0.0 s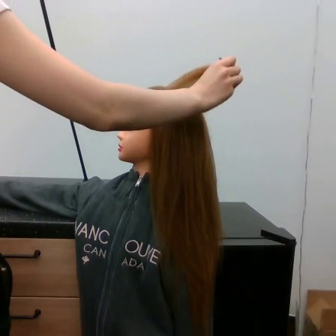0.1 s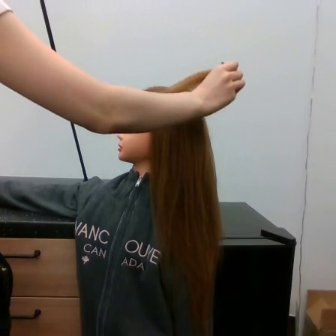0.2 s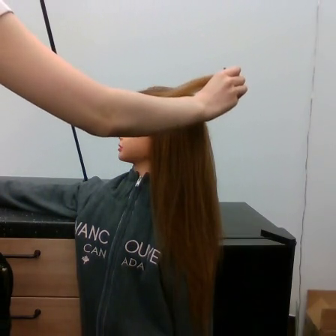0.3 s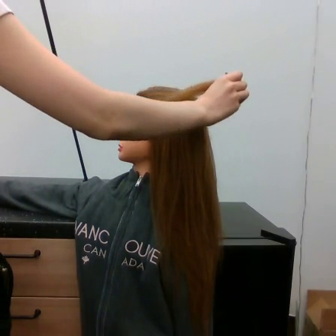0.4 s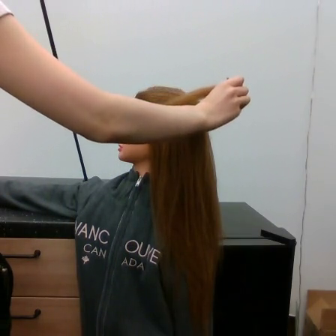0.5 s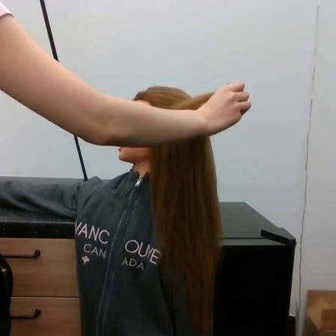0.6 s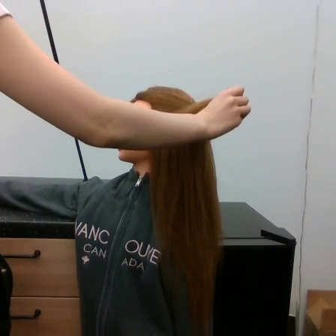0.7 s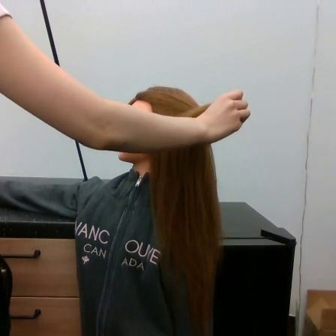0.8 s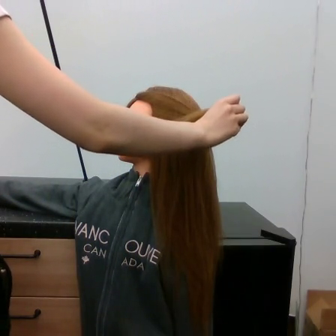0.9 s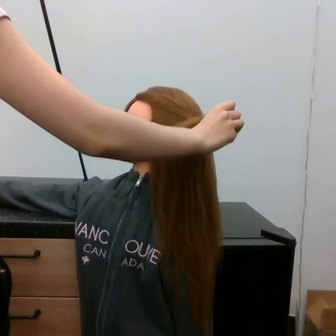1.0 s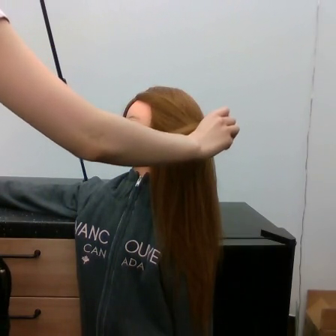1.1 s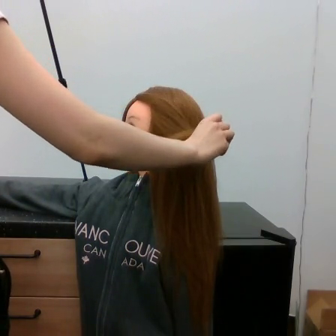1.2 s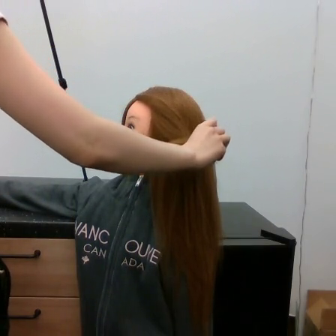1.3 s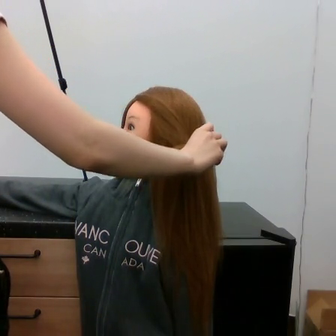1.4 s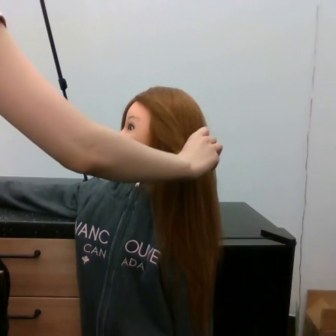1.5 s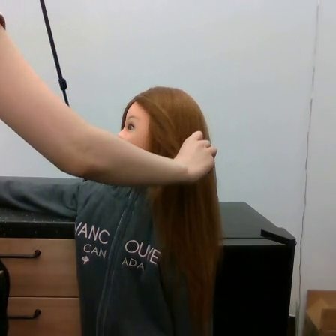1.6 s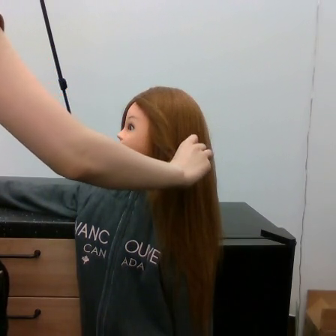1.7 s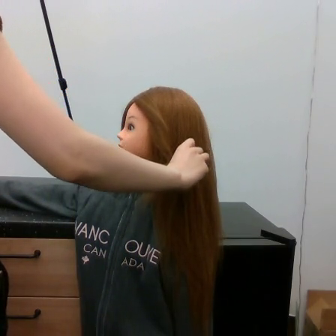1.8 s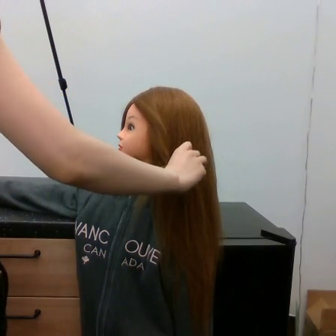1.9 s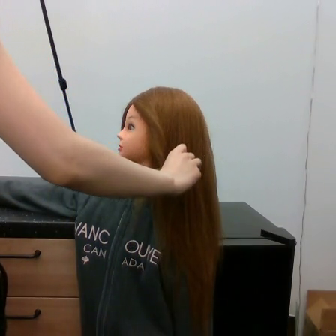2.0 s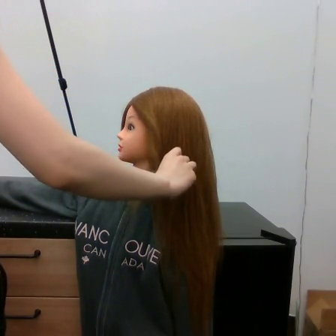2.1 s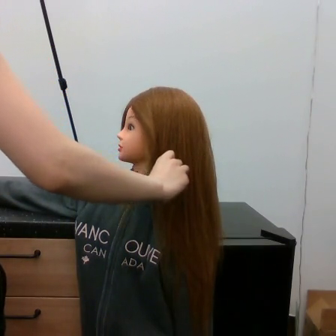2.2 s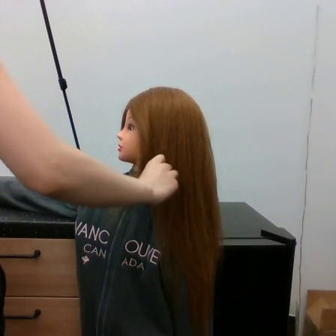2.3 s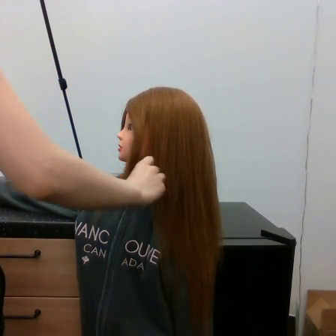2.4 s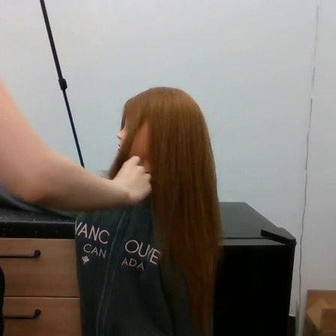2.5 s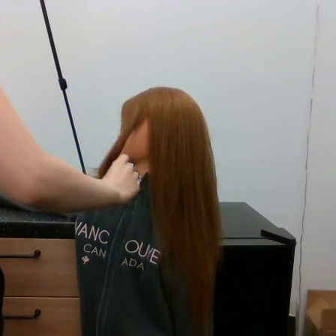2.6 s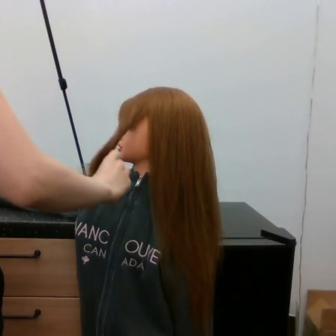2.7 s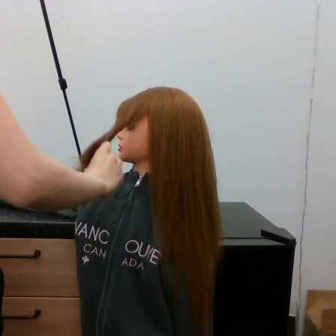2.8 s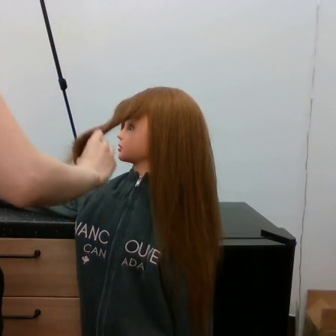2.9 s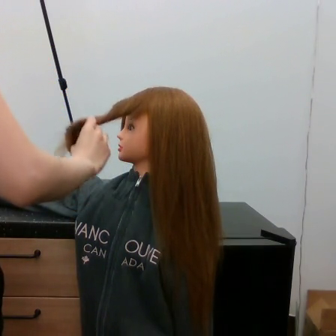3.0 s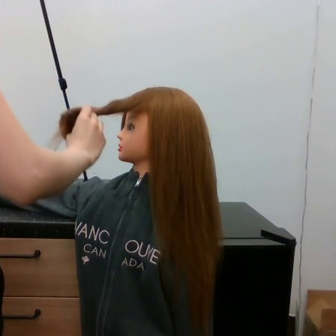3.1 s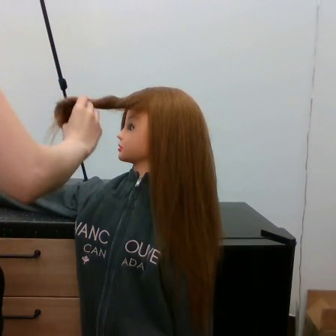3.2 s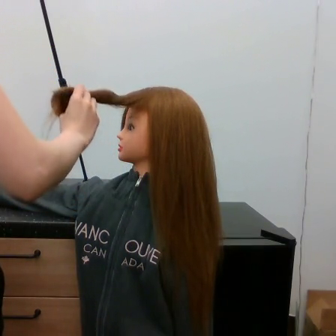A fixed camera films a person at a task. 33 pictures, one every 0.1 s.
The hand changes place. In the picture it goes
to the left.
0.0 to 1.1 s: The hand goes downward.
1.1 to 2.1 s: The hand goes to the left and downward.
2.1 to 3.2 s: The hand goes to the left and upward.
Task: tidy side hair.
